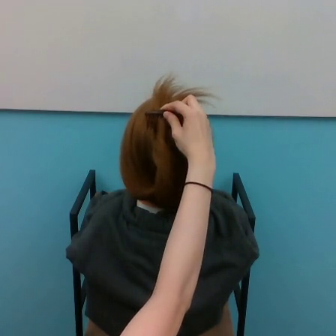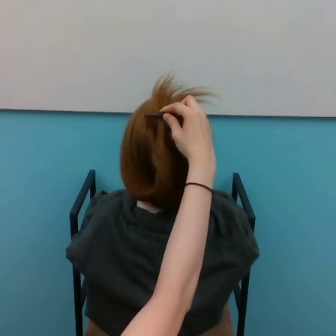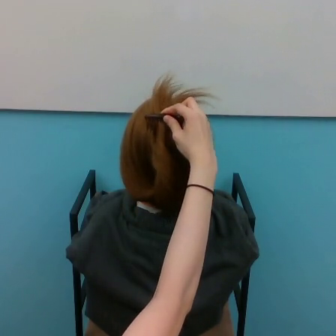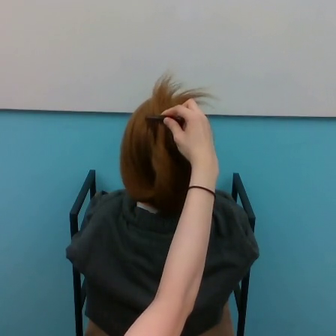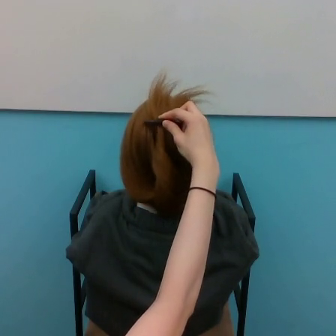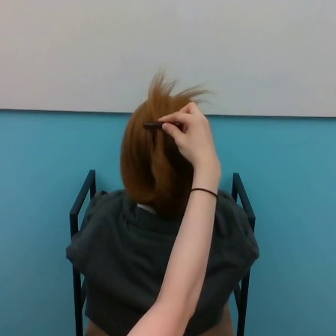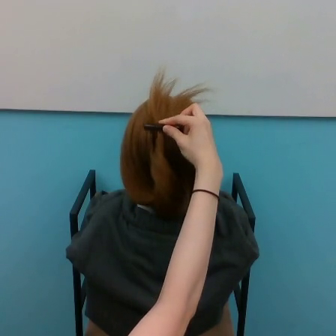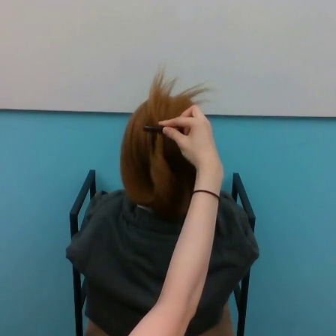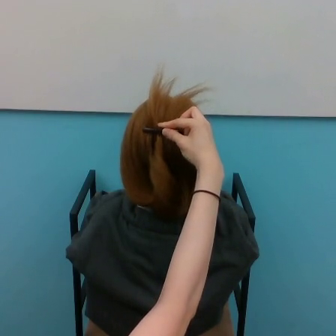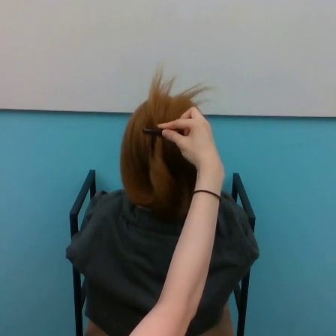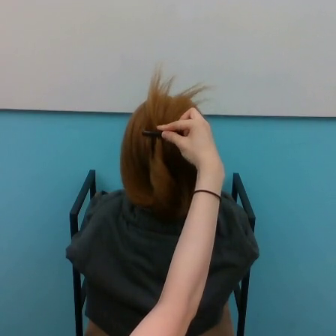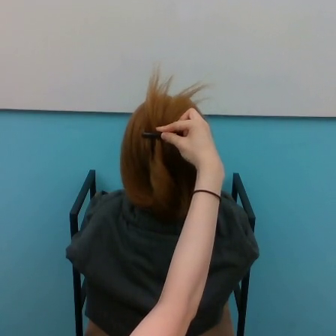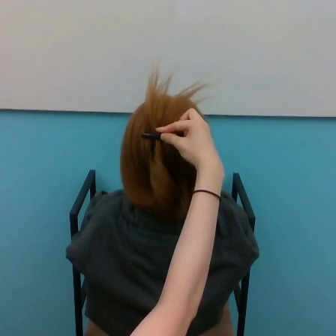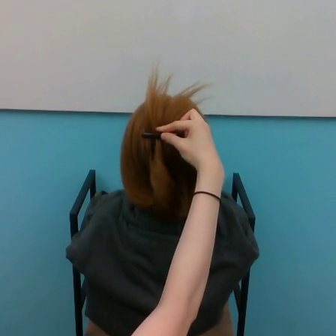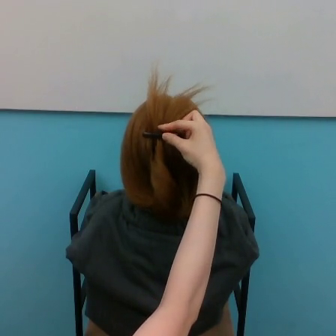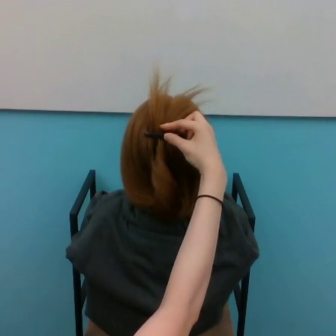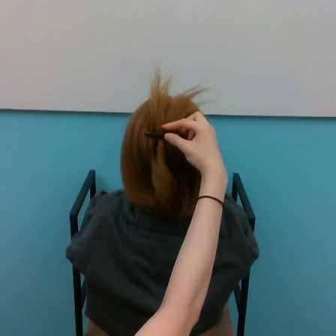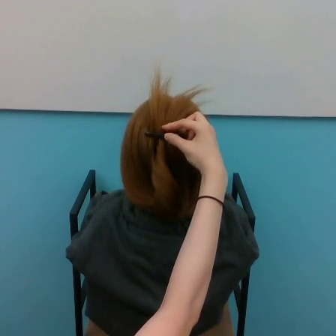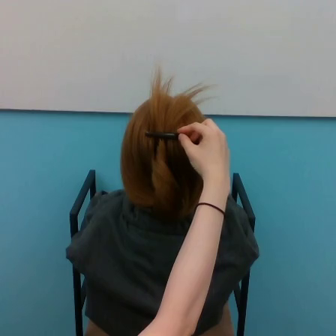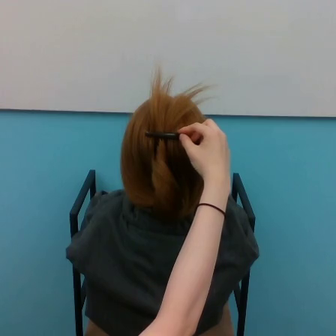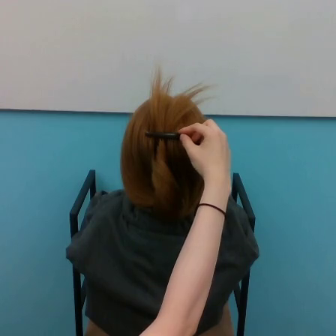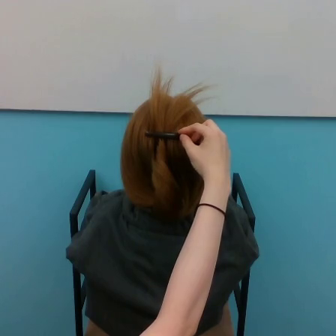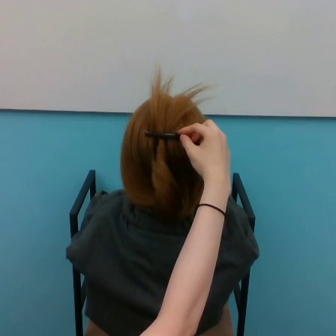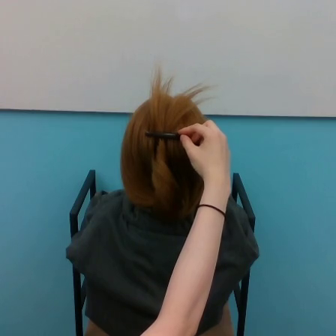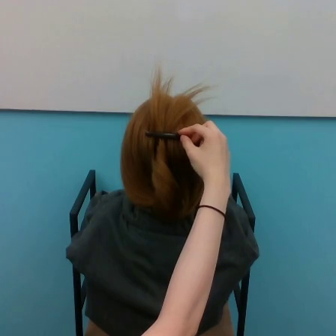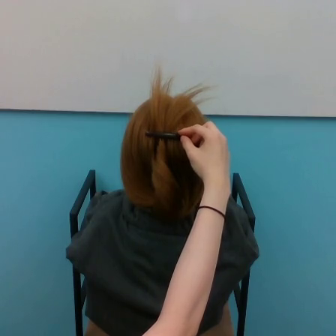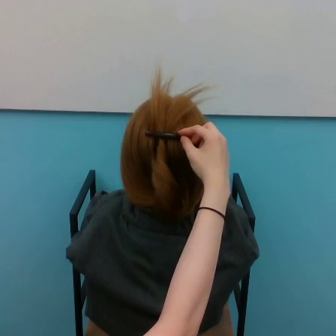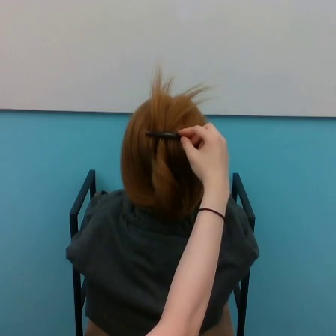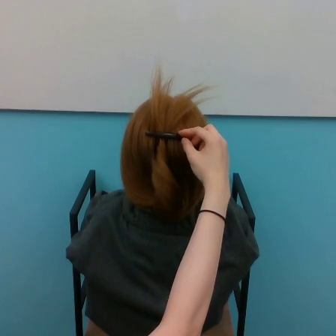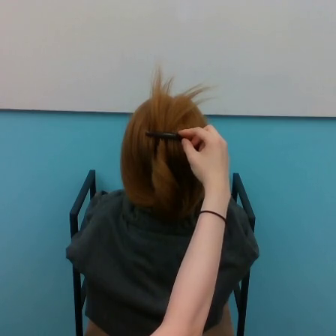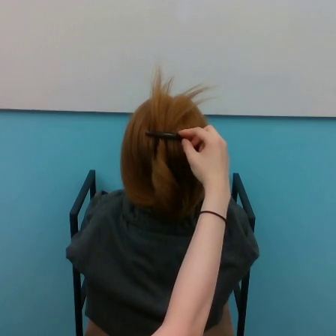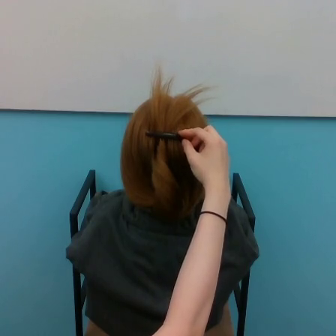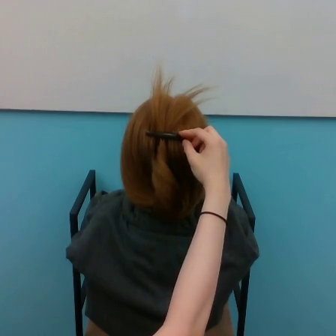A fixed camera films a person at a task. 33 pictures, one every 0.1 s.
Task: style hair.
0.0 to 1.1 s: The hand moves only a little.
1.1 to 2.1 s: The hand goes to the right.
2.1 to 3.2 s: The hand moves only a little.
